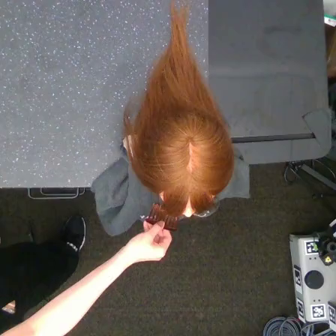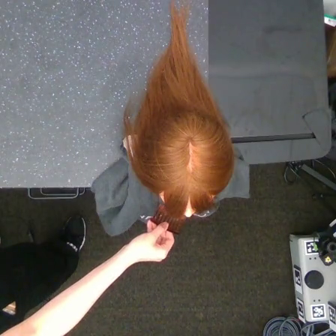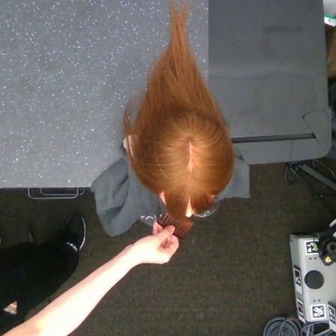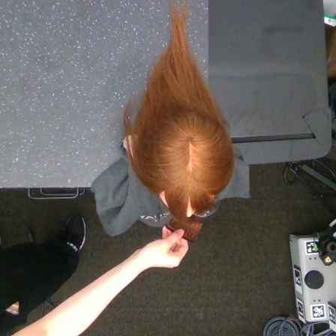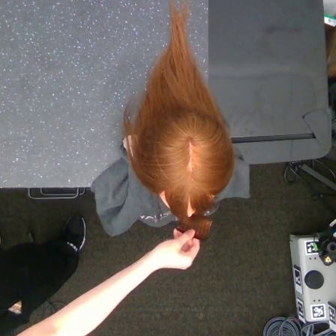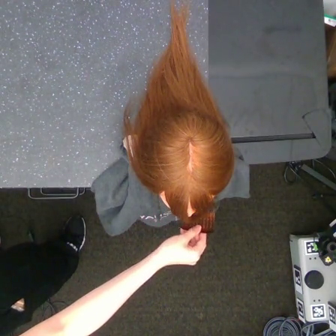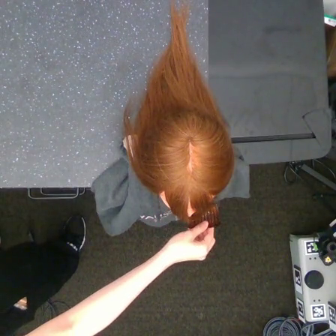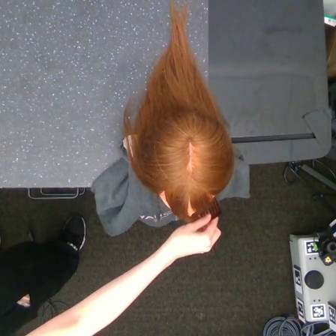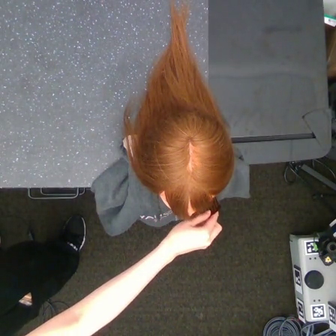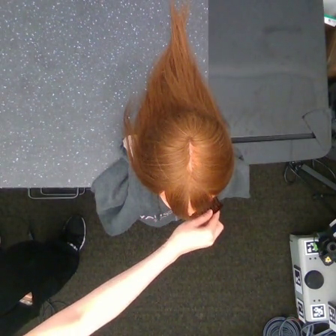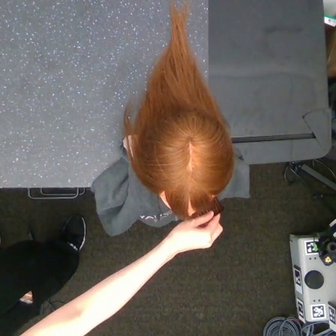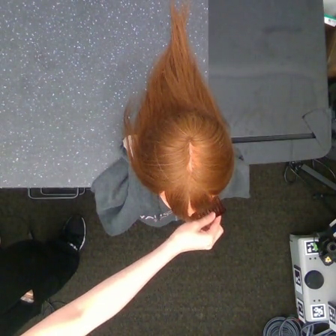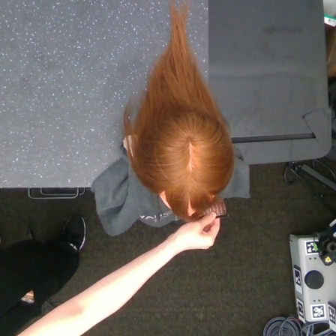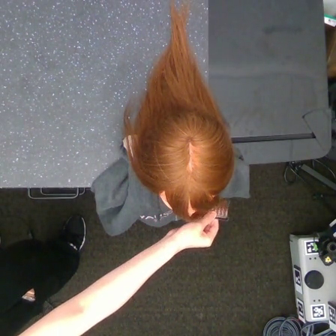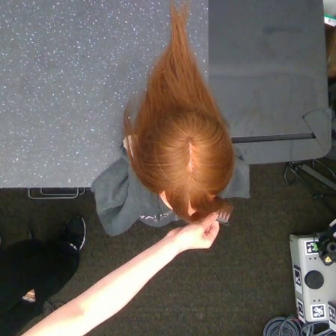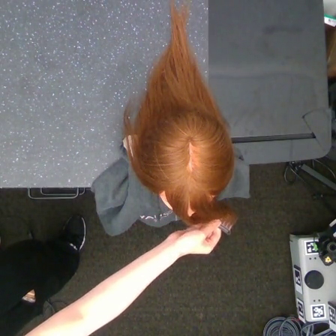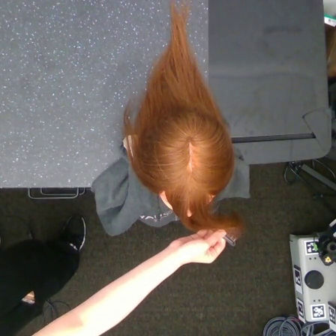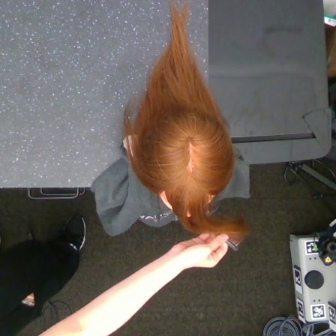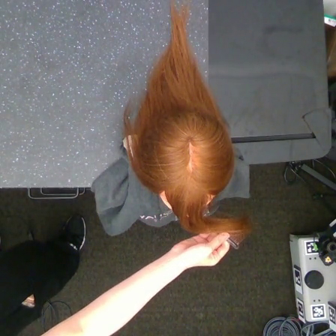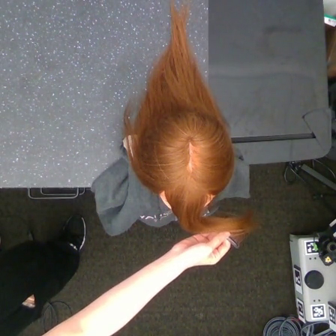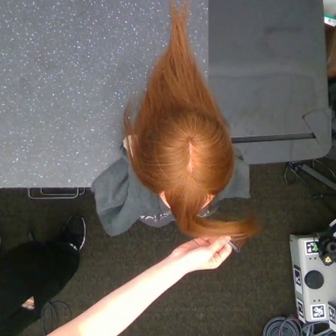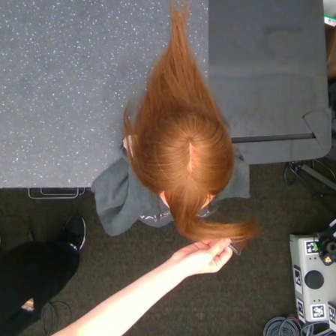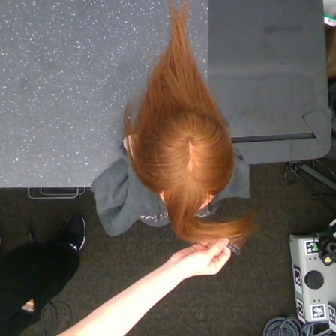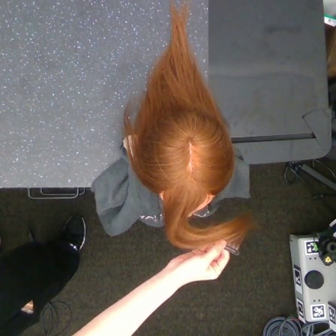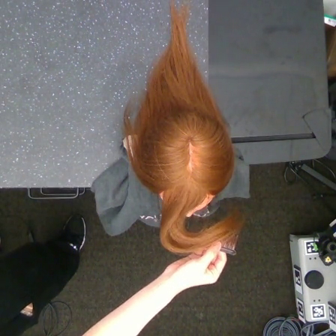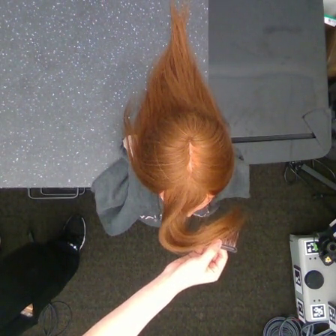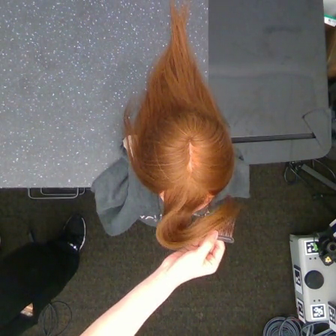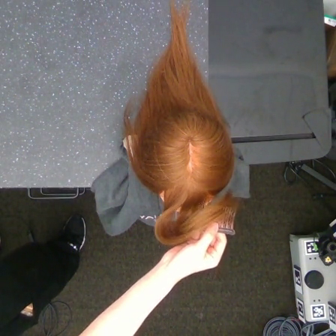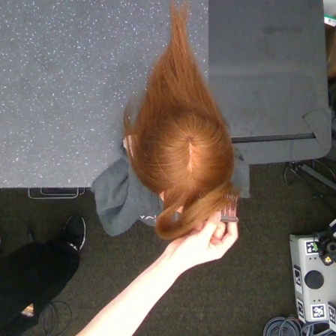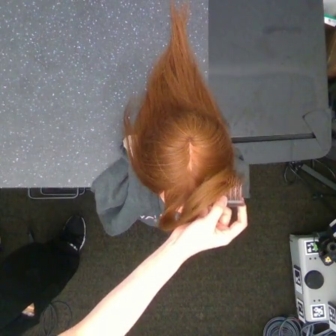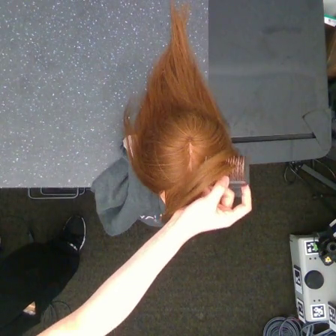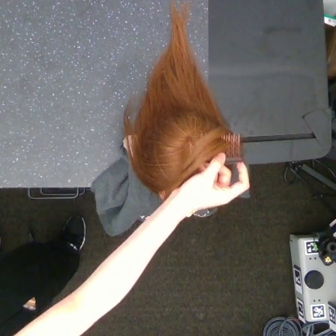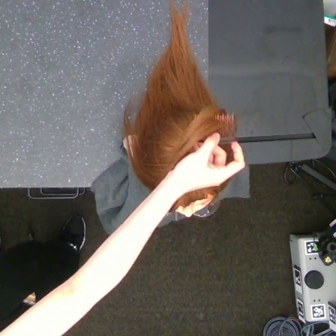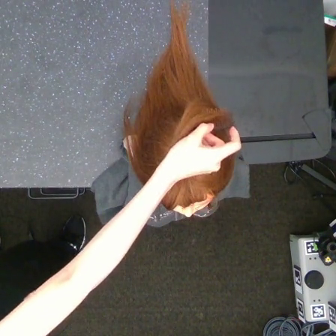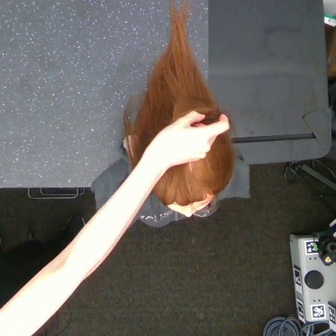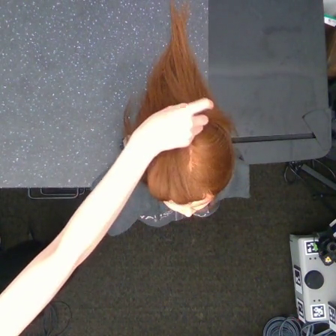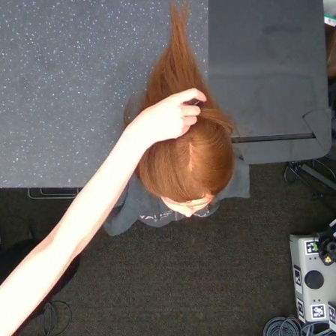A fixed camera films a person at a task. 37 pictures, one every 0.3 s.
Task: tidy front hair.
Motion: move to the right, move downward shortly, then move upward and to the left.
0.0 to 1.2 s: The hand goes to the right.
1.2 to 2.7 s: The hand goes to the right and upward.
2.7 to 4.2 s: The hand moves only a little.
4.2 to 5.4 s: The hand goes downward.
5.4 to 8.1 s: The hand goes downward, then upward.
8.1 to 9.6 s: The hand goes upward.
9.6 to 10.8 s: The hand goes upward and to the left.
